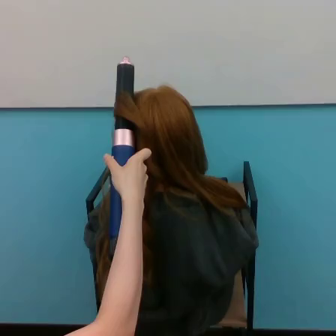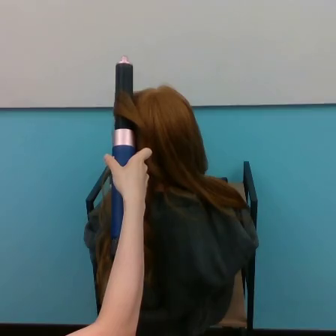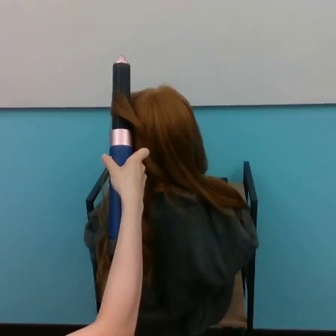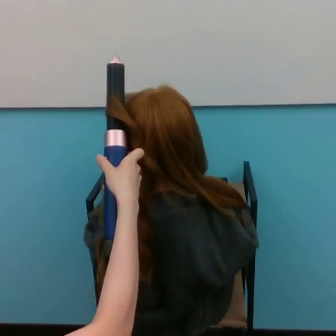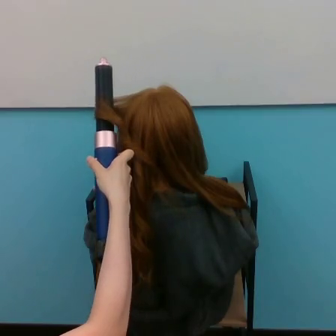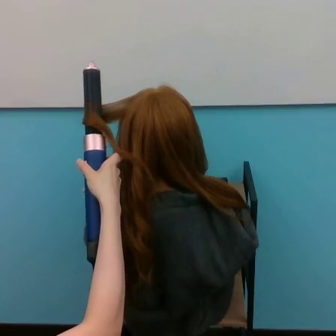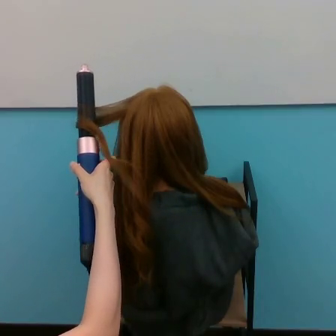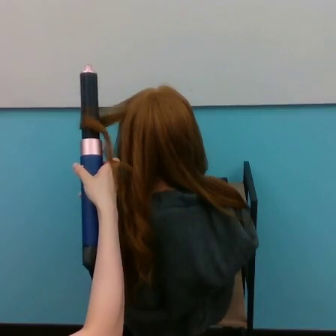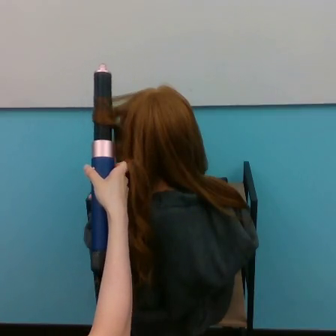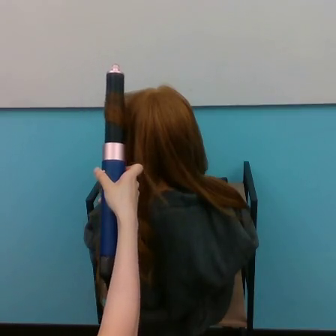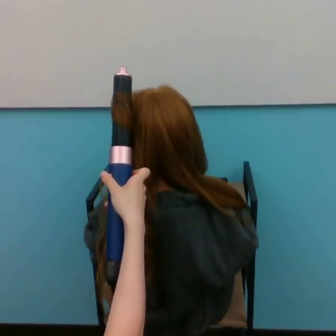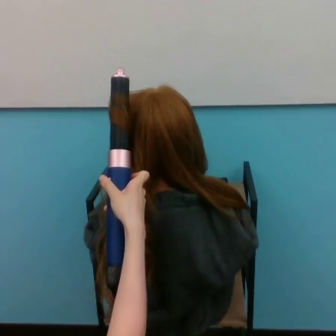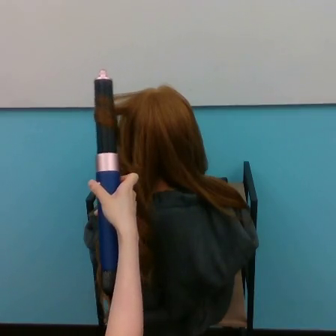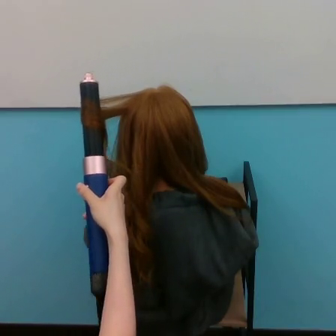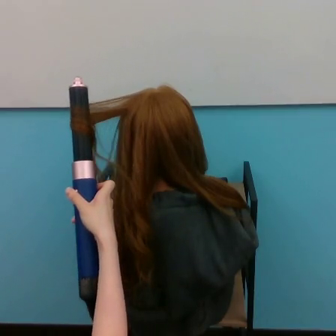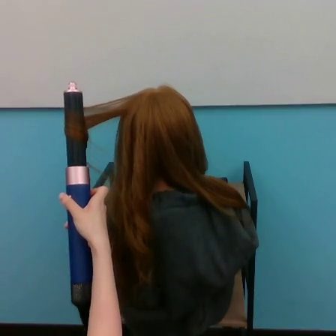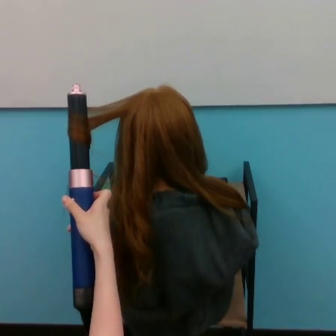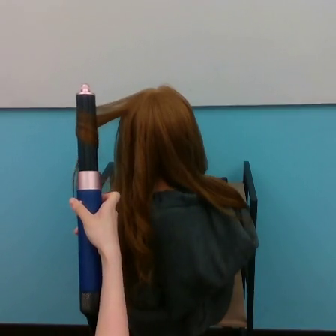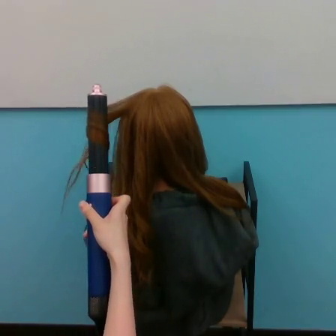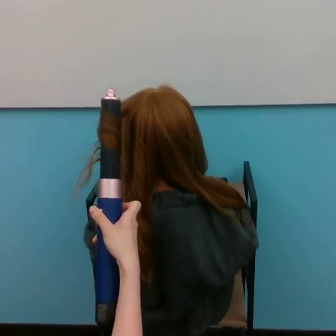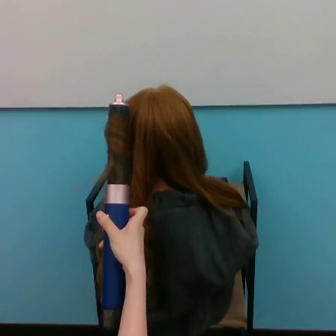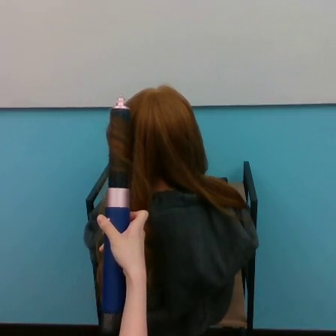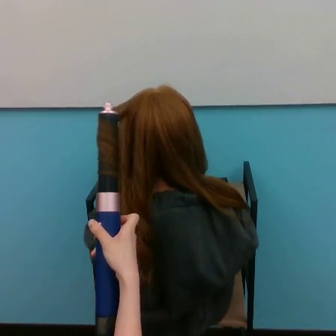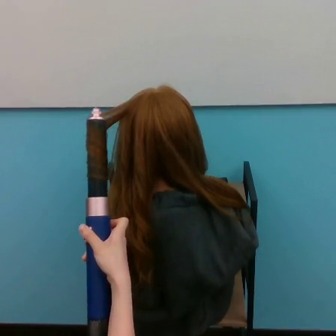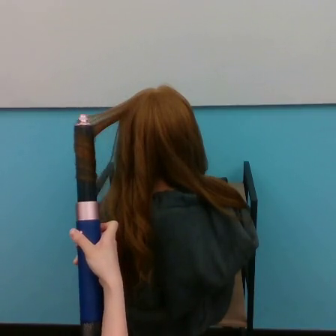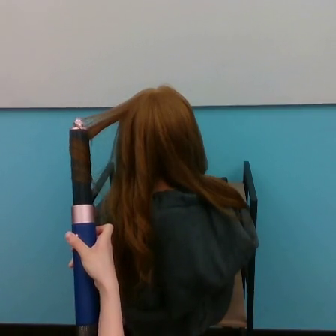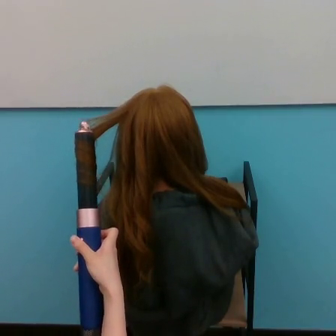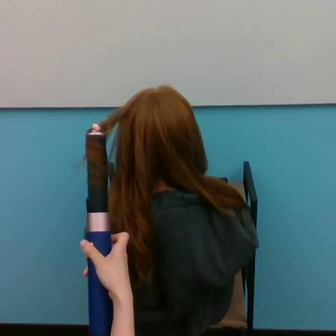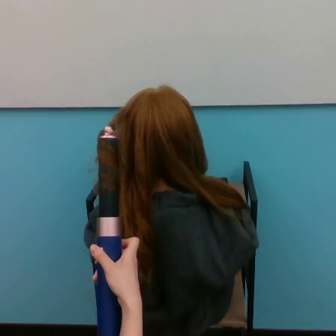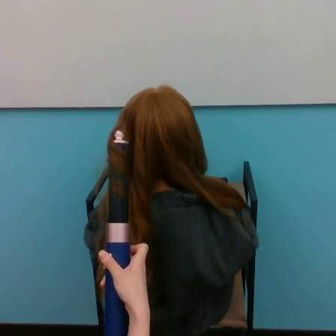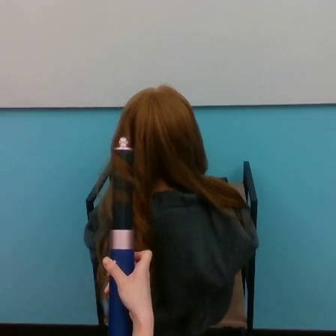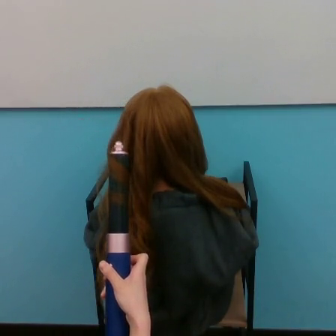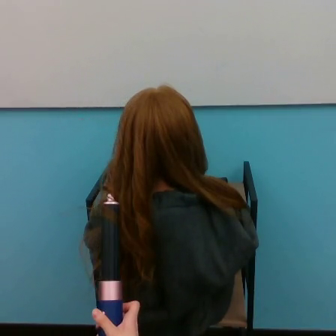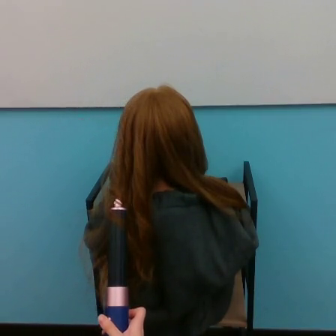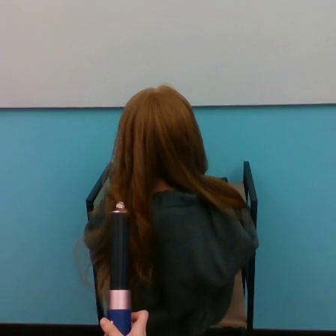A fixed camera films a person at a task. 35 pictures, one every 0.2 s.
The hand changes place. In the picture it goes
downward.
0.0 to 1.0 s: The hand goes to the left.
1.0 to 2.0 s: The hand goes to the right, on a counterclockwise arc.
2.0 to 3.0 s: The hand goes to the left and downward.
3.0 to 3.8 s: The hand goes to the right and downward.
3.8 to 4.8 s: The hand goes to the left and downward, on a clockwise arc.
4.8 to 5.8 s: The hand goes to the right and downward.
5.8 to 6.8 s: The hand moves only a little.
Task: curl hair.
Motion: move downward, making horizontal oscillations to the left and to the right.
